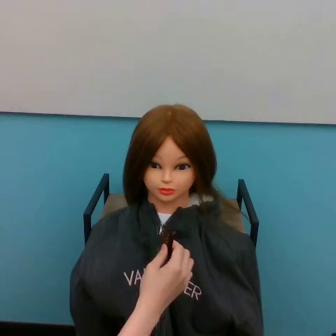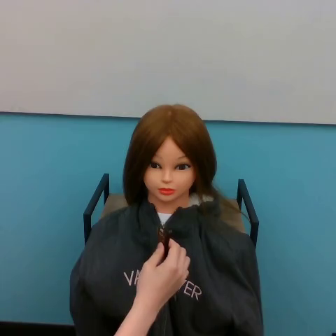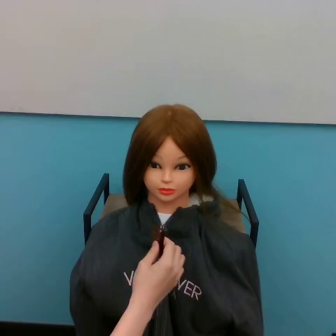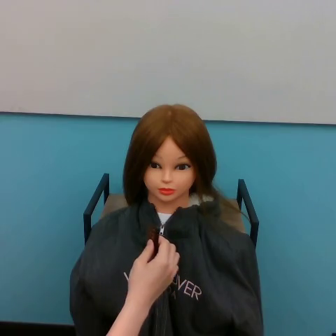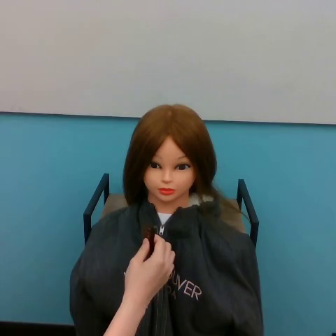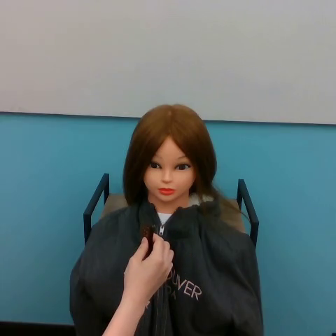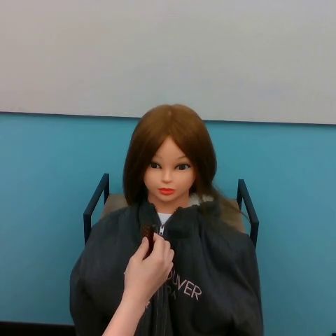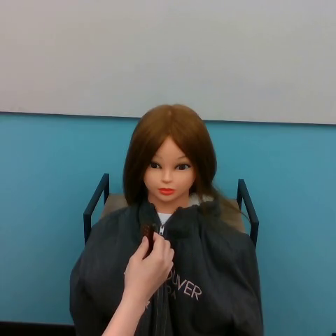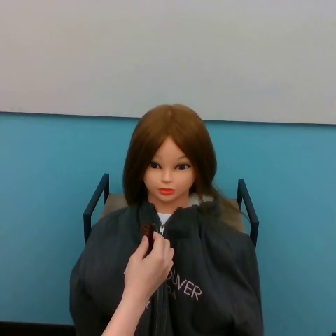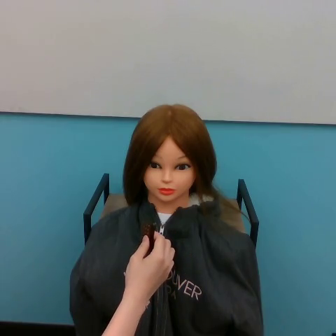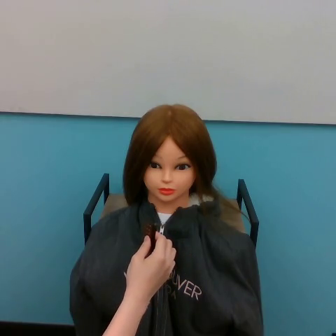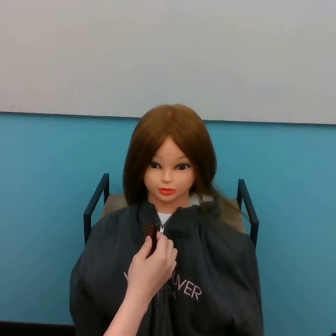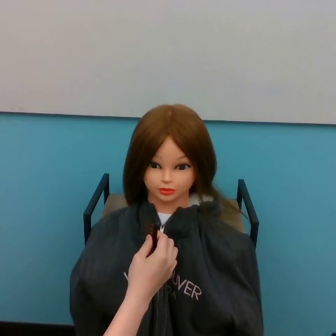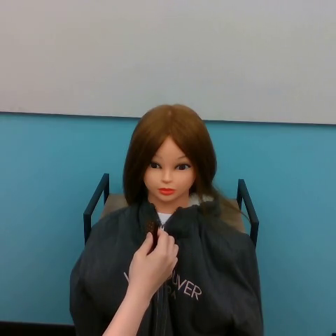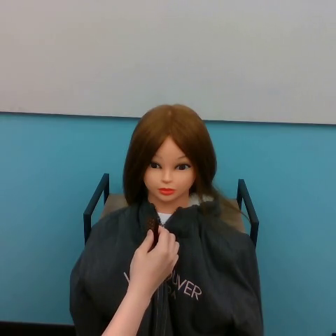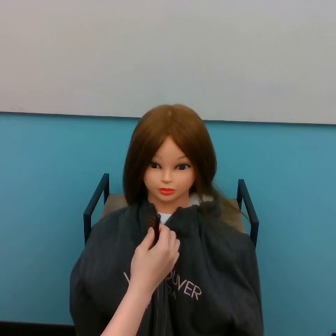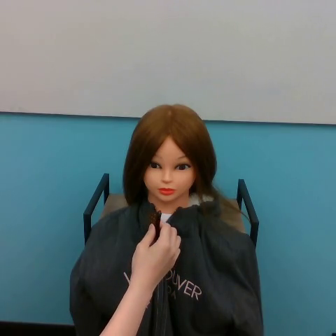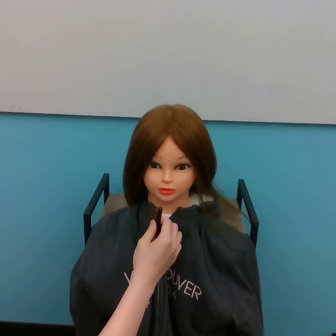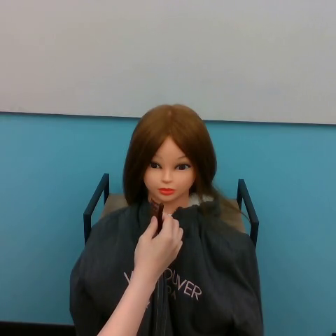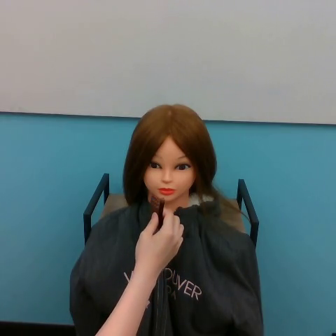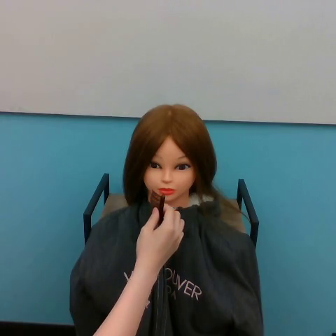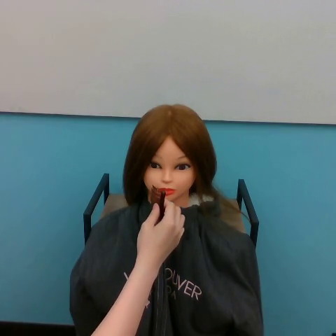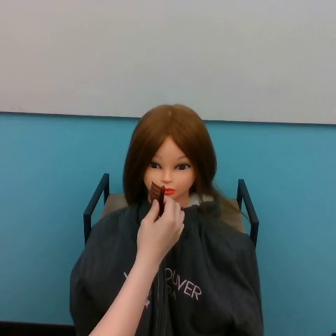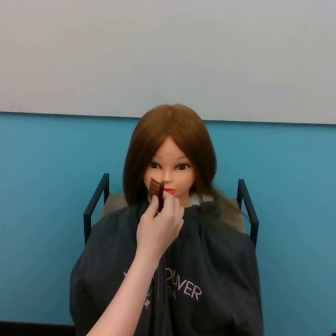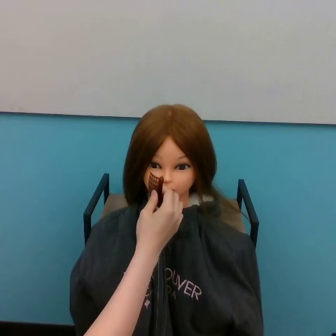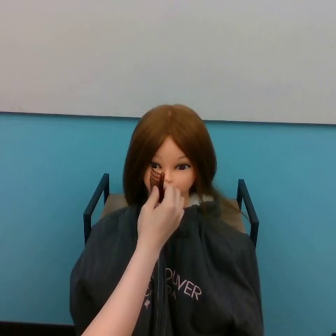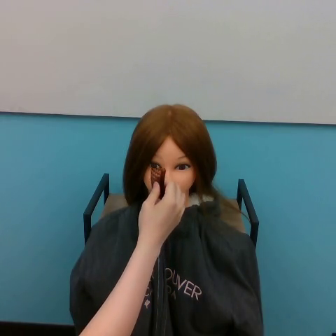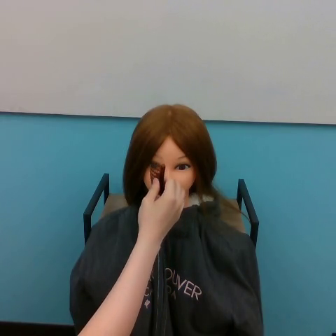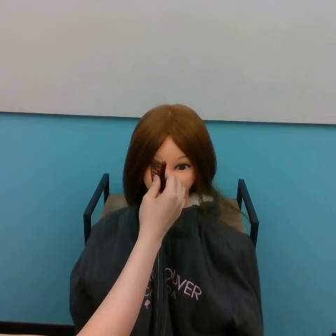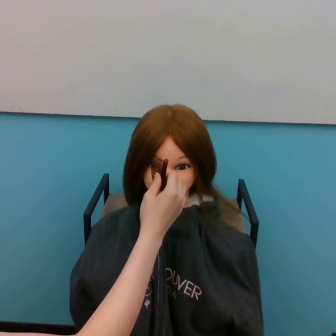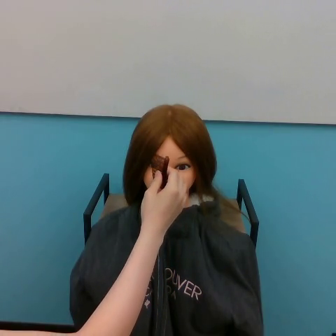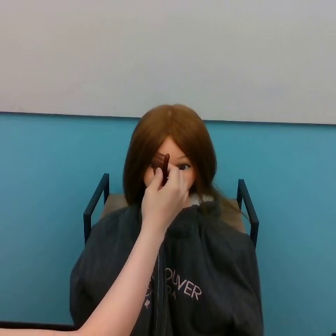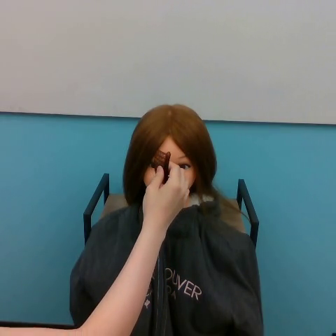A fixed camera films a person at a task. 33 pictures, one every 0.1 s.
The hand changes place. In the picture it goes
upward.
0.0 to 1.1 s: The hand goes to the left, on a clockwise arc.
1.1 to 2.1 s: The hand goes upward.
2.1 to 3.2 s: The hand goes upward.
Task: part hair.
